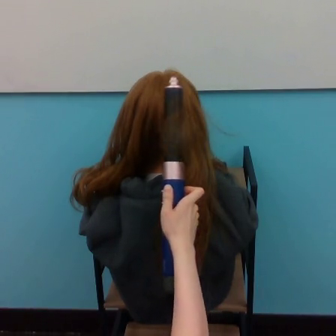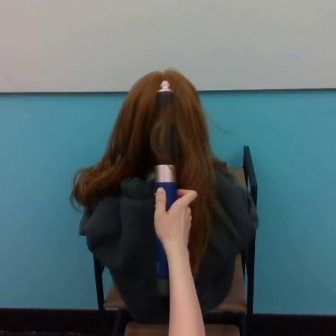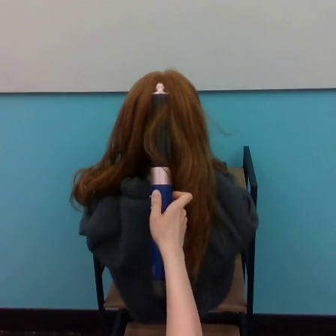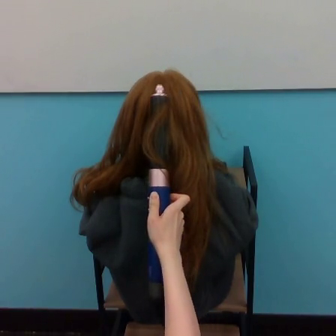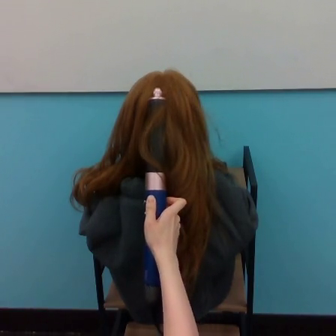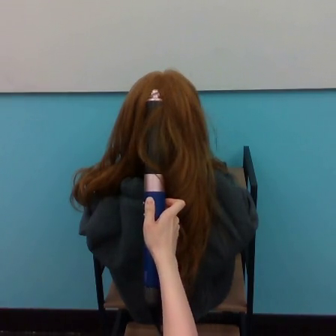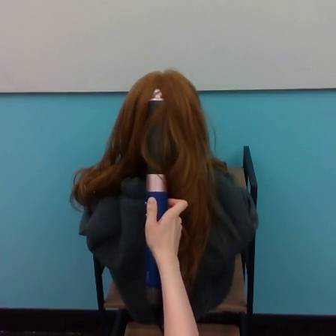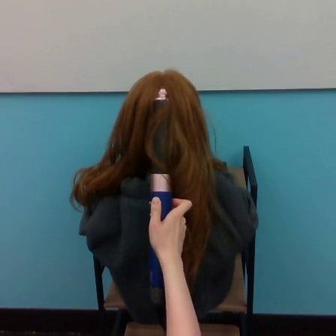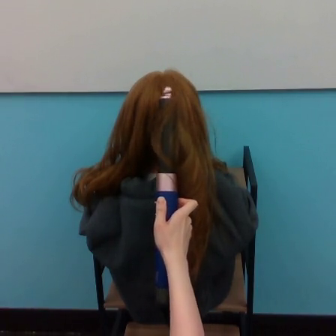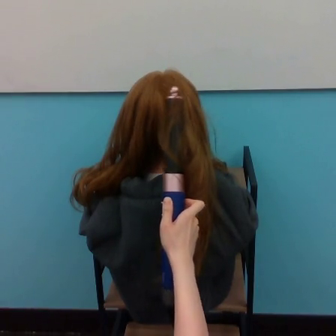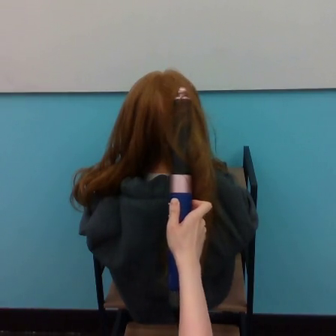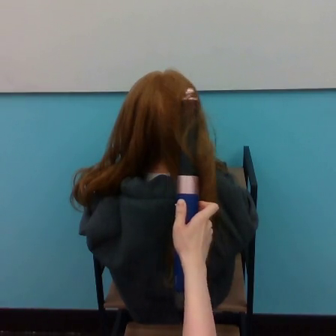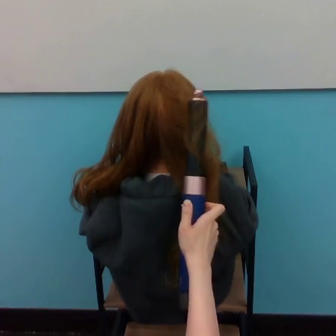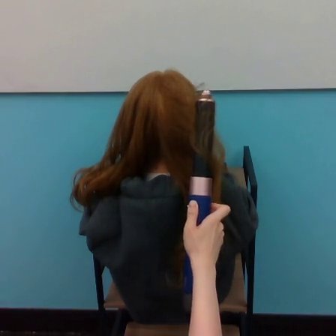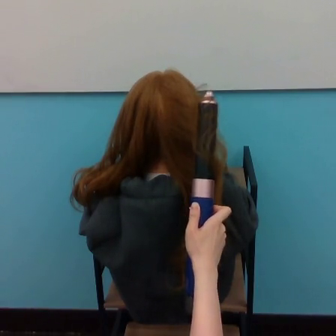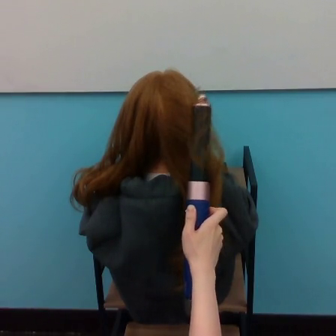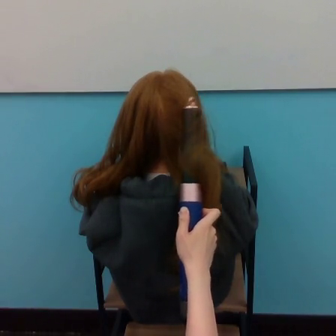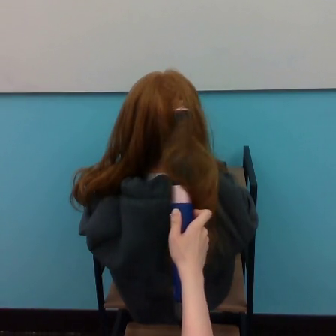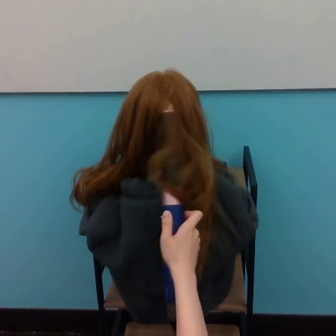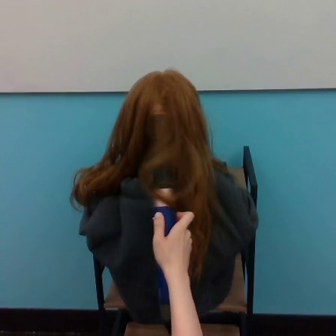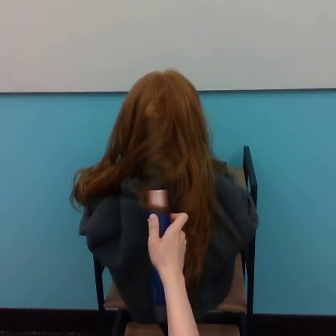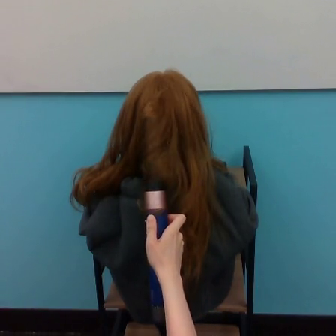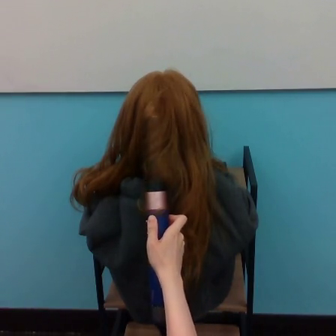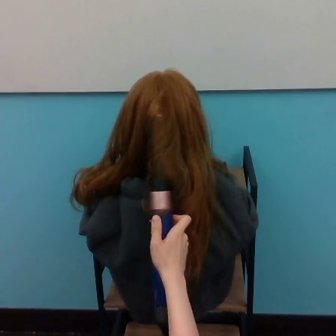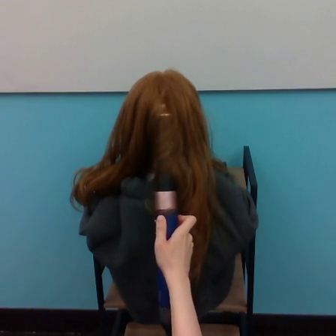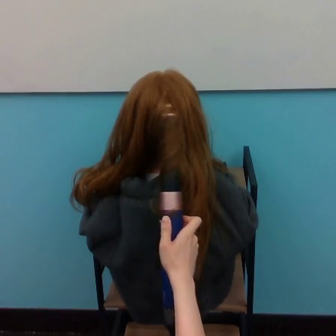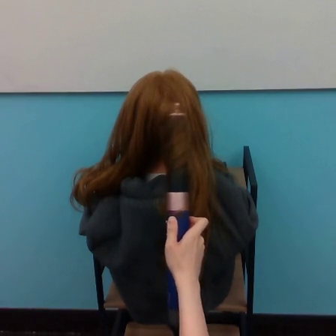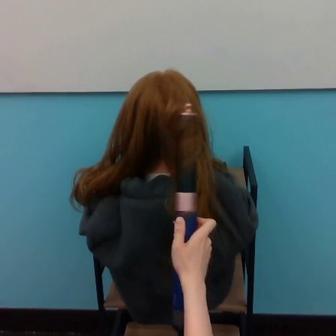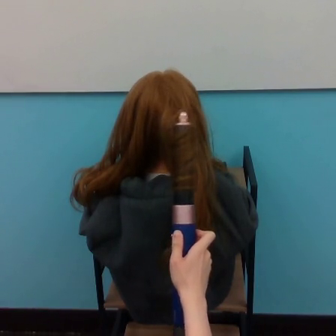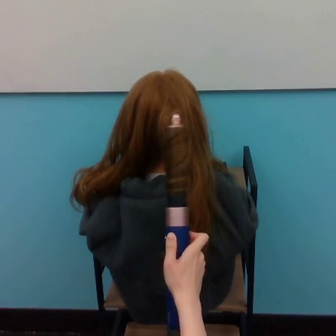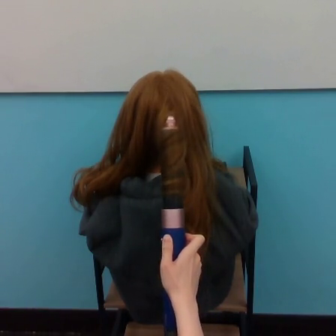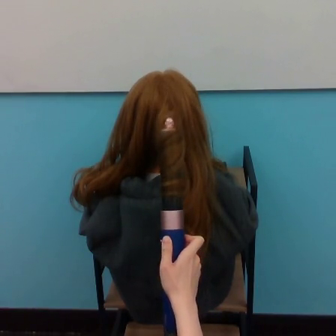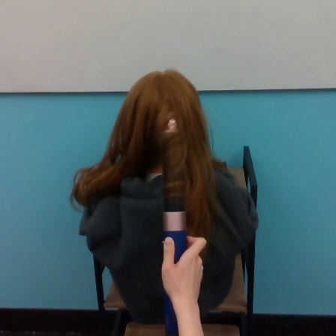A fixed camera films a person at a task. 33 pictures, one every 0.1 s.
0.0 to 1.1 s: The hand goes to the left, then to the right, on a counterclockwise arc.
1.1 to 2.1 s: The hand goes to the left and downward.
2.1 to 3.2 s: The hand goes to the right and downward.
Task: curl hair.
